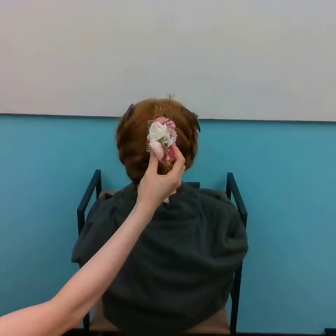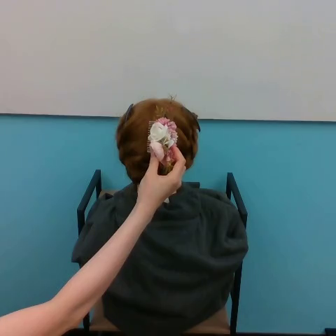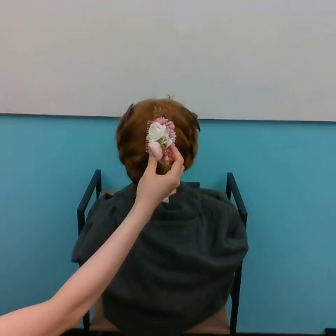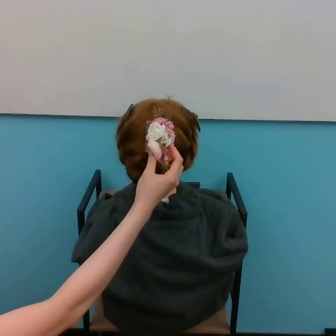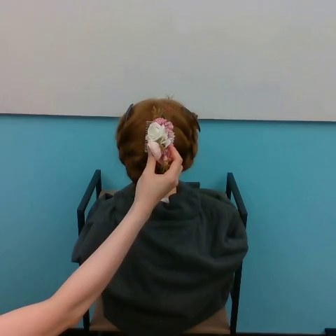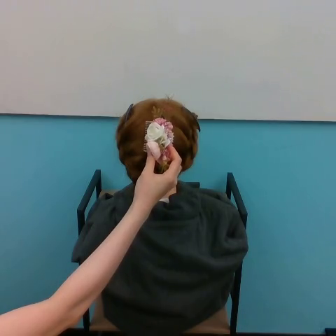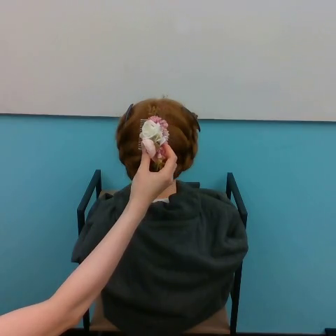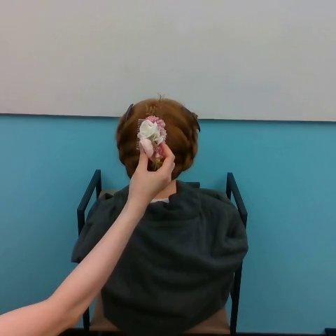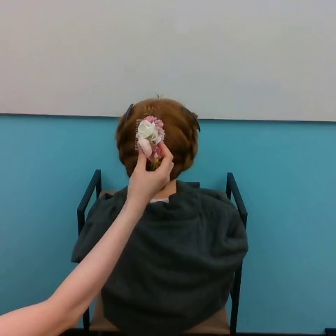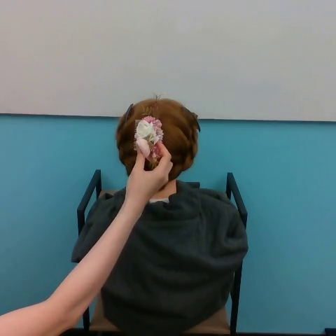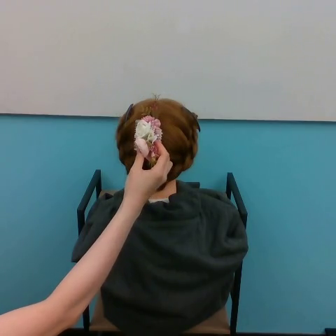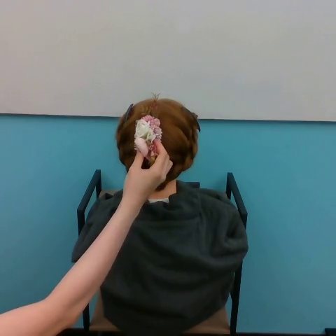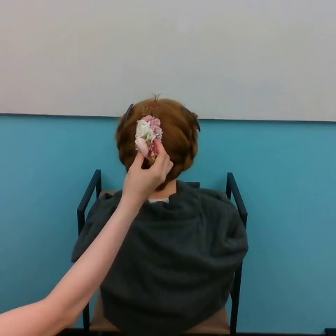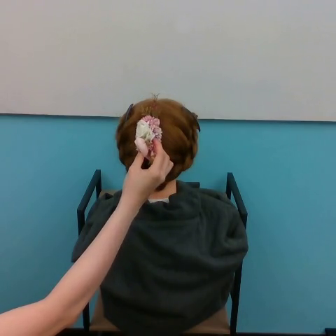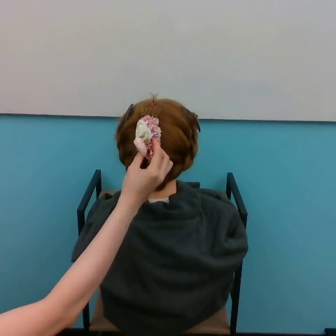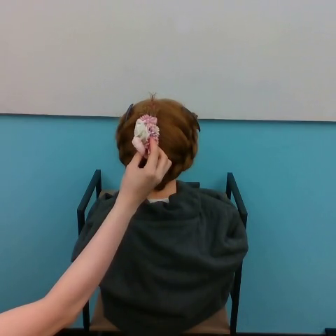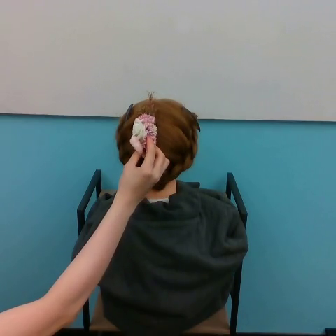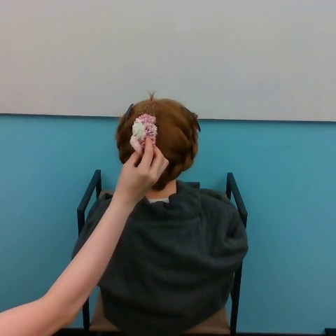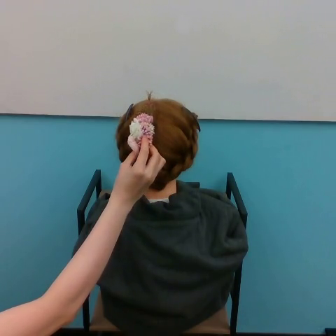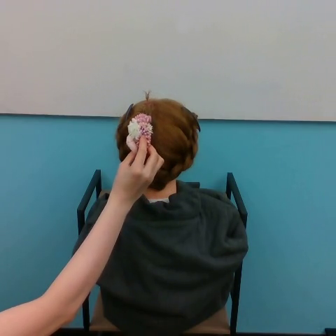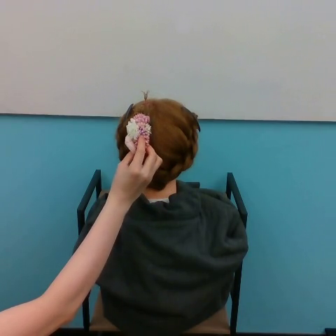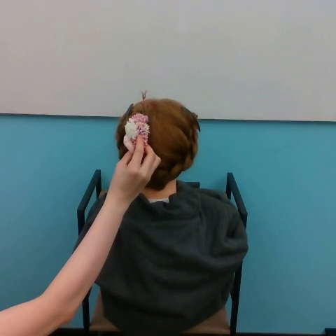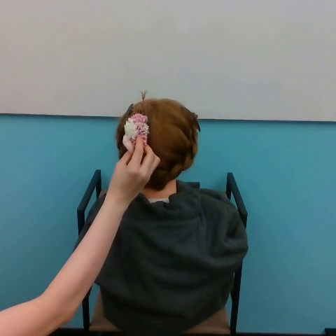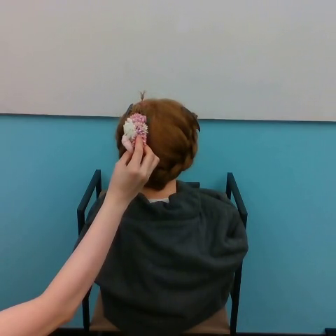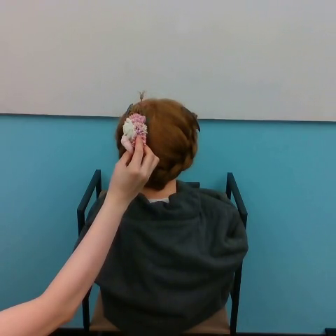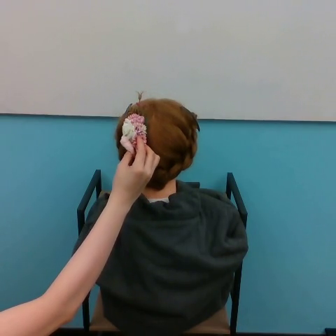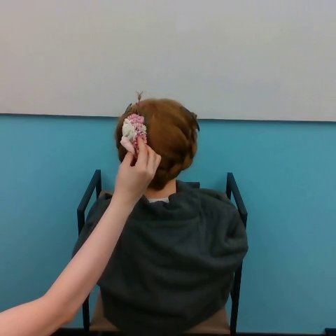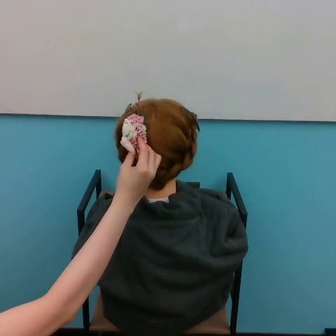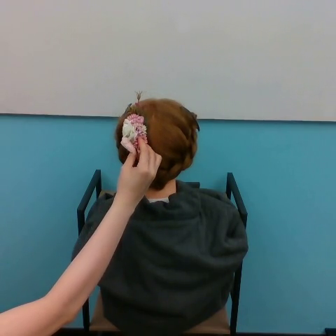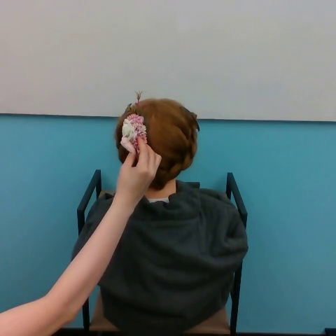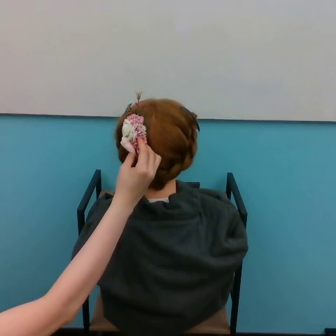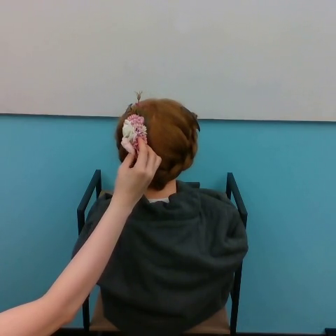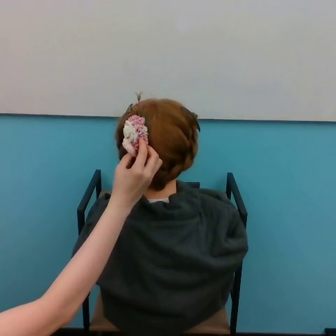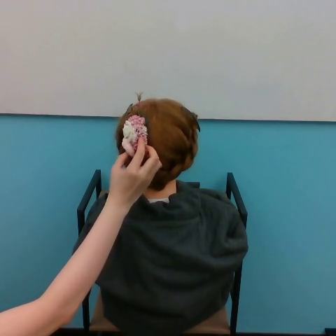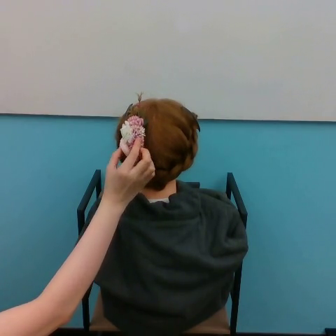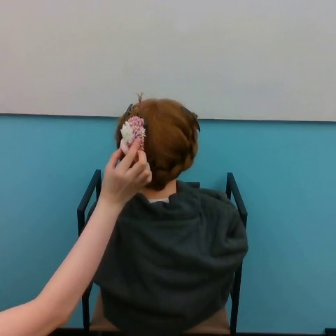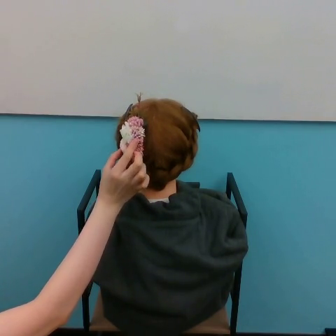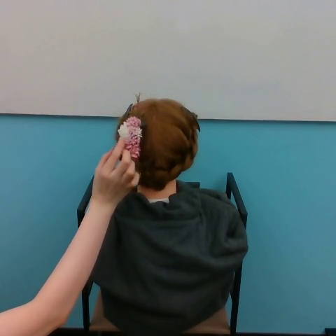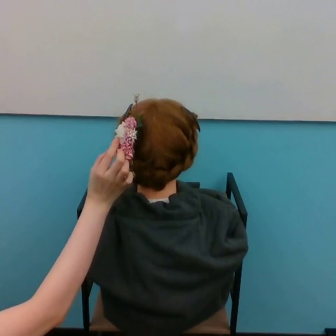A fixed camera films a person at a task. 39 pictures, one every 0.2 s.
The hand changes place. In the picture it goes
to the left.
0.0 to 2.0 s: The hand moves only a little.
2.0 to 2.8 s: The hand stays where it is.
2.8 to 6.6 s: The hand goes to the left.
6.6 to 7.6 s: The hand goes to the left.
Task: tuck flower in hair.
Motion: move to the left.
